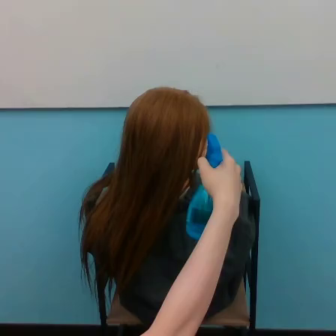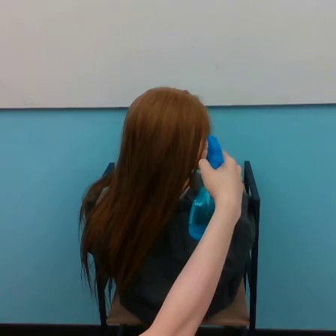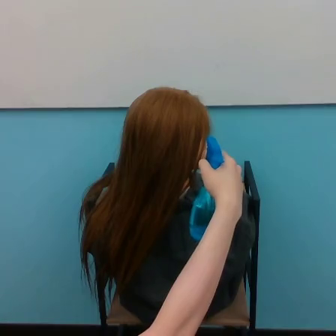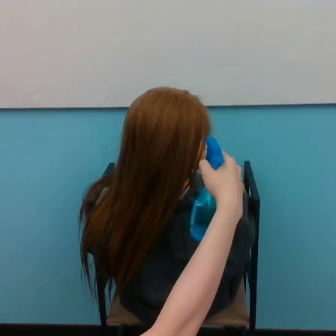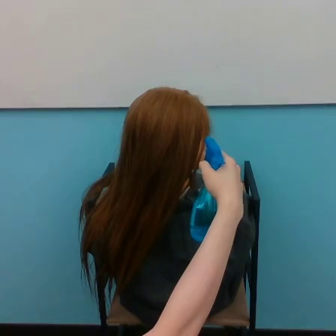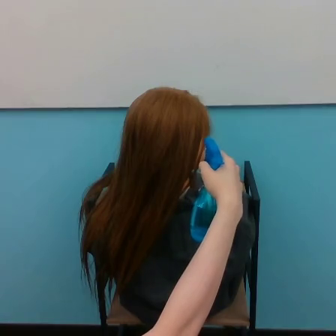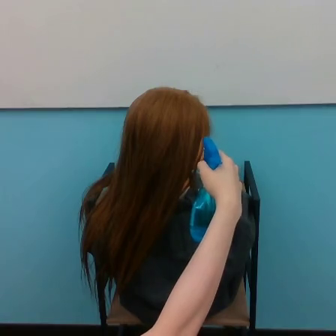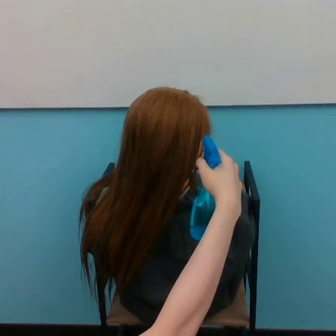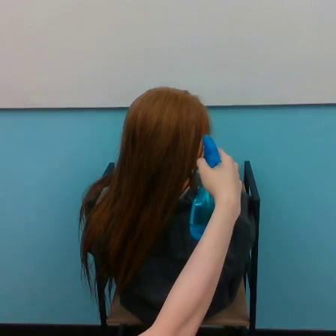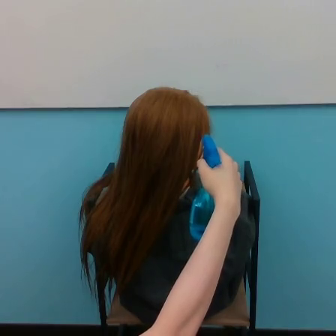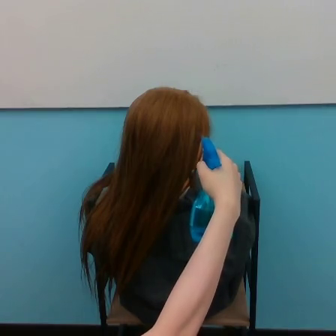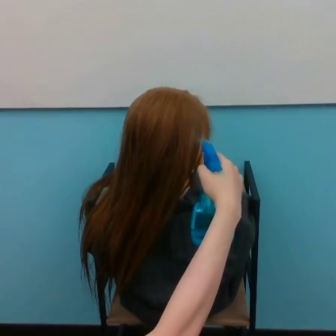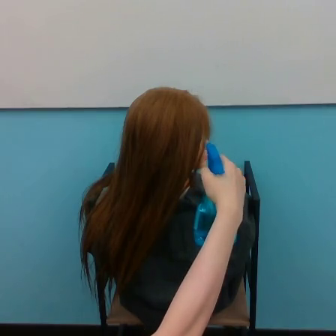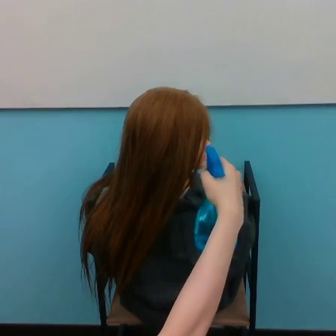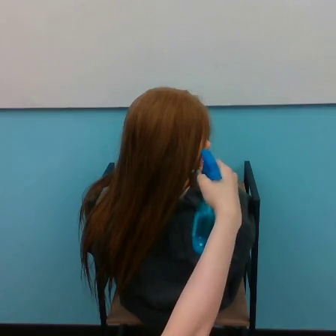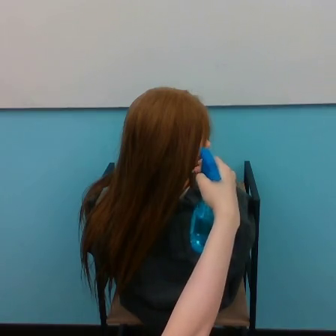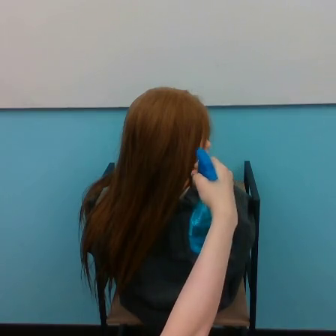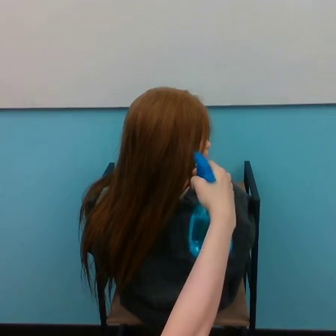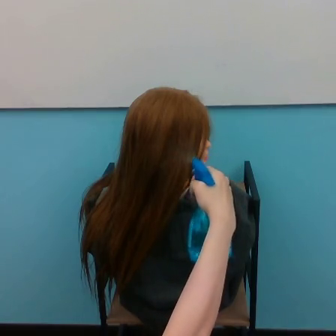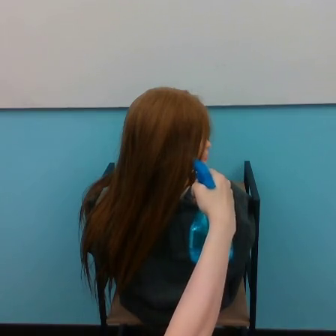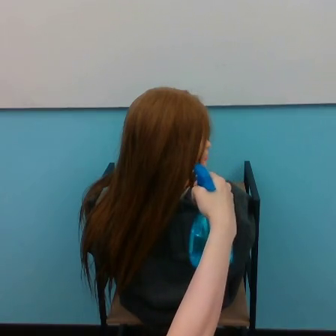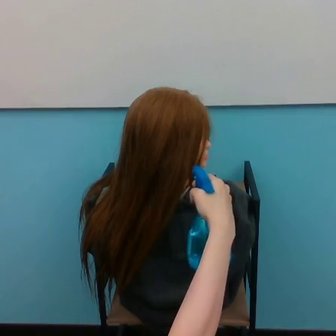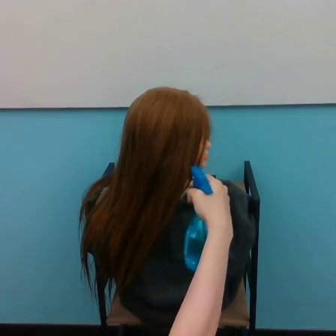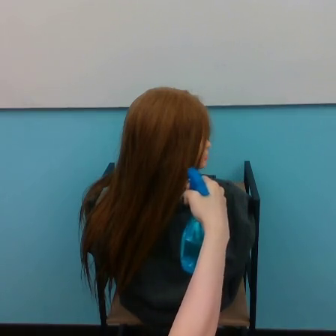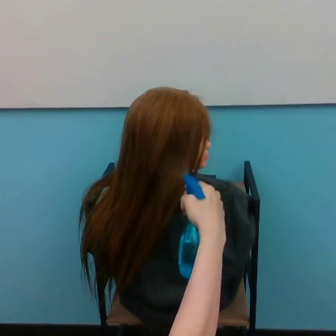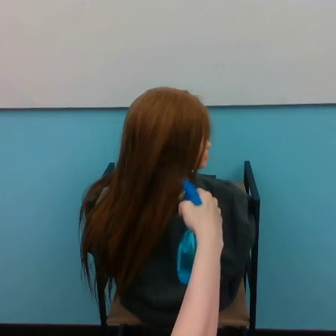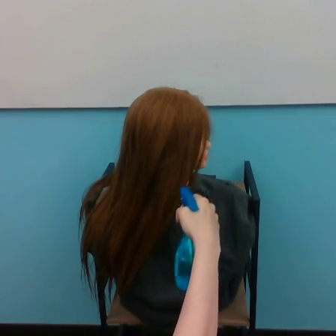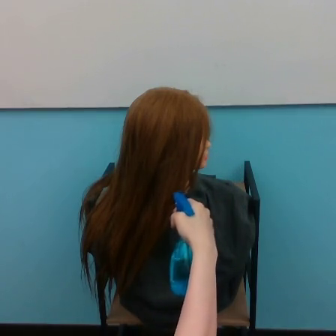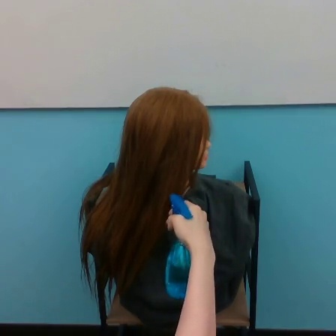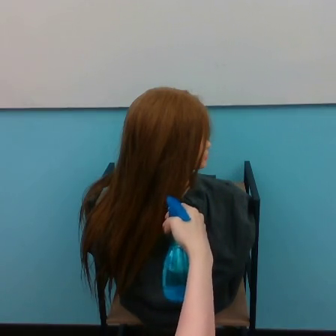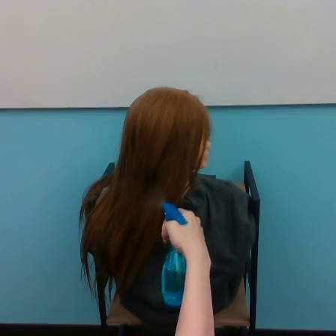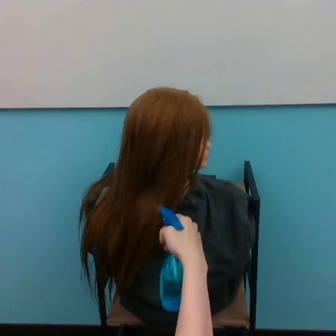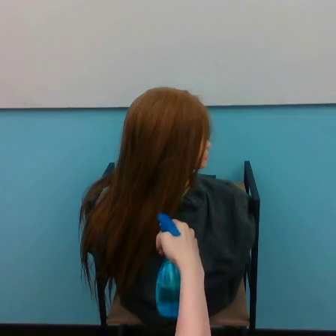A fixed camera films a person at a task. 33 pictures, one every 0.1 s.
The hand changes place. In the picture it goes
downward.
0.0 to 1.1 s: The hand moves only a little.
1.1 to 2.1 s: The hand goes downward.
2.1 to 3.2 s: The hand goes downward and to the left.
Task: spray water on hair.
